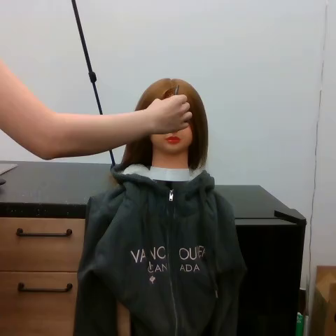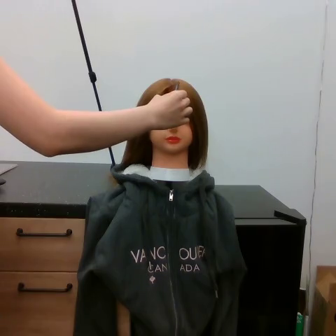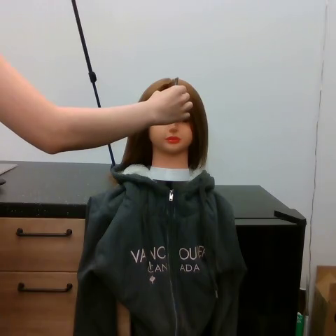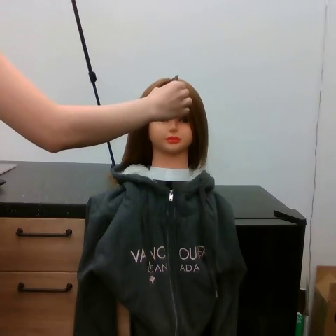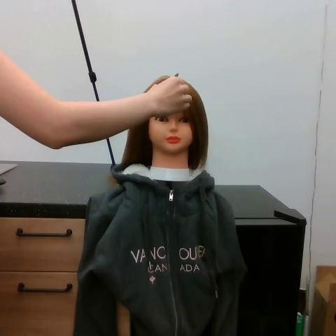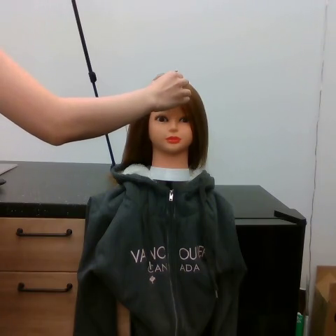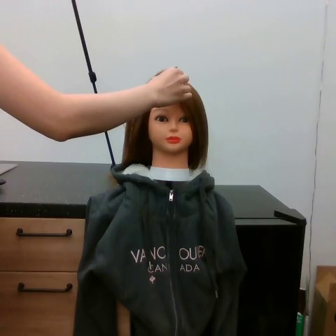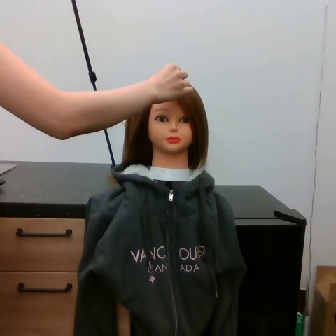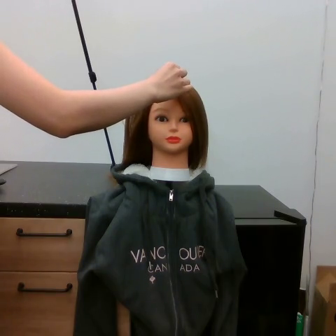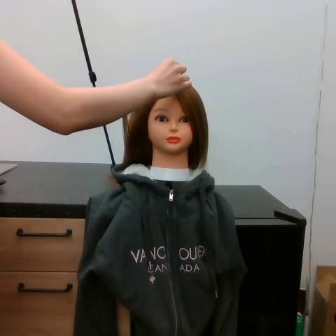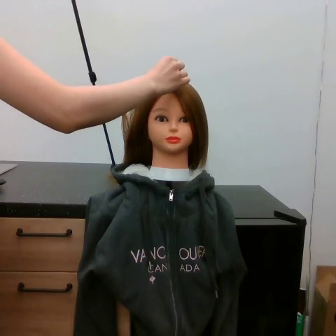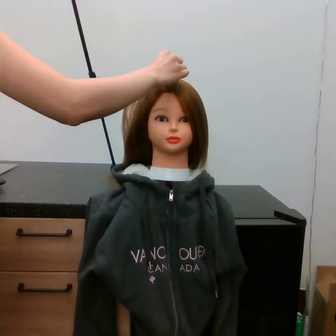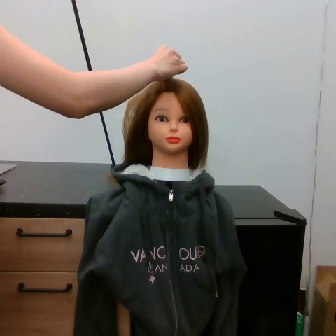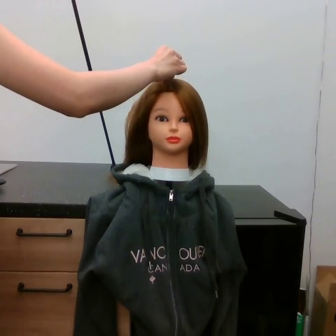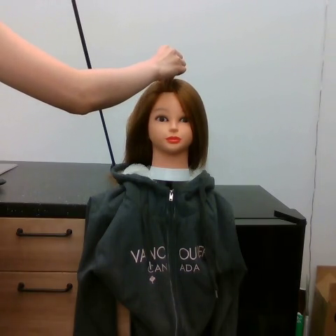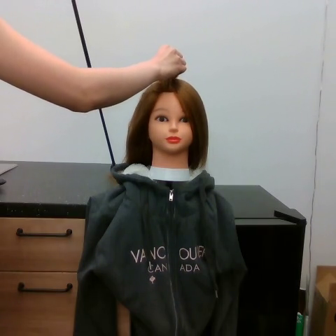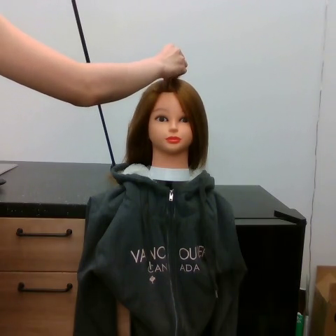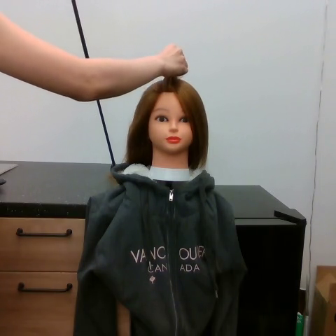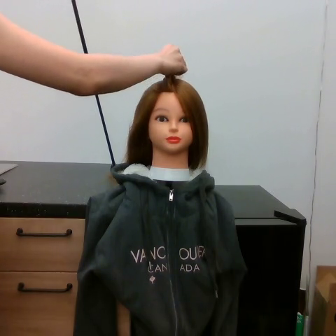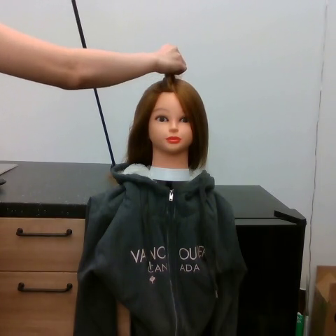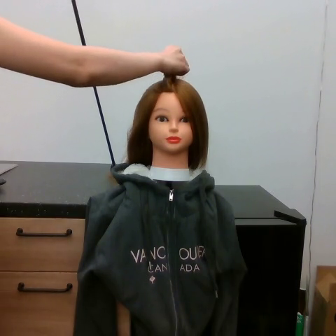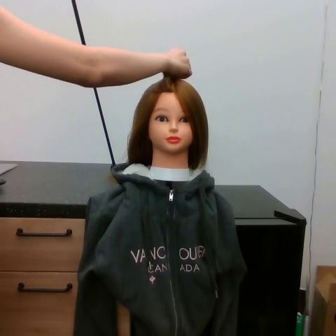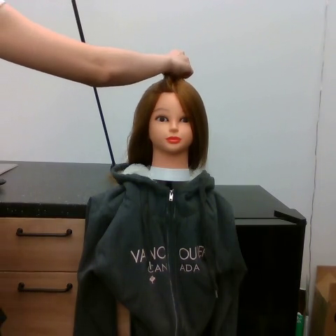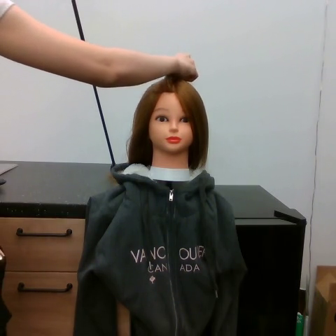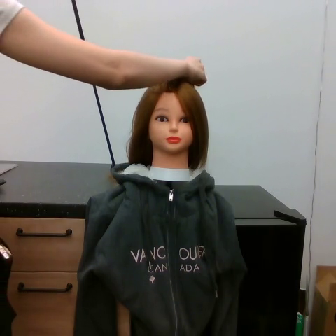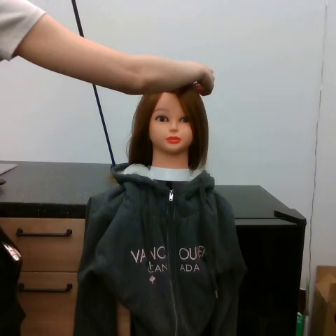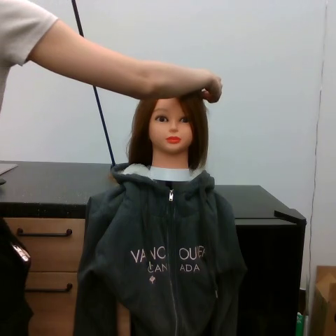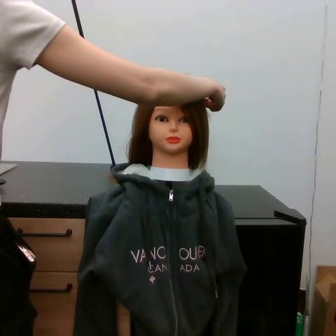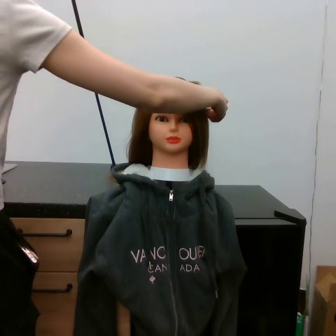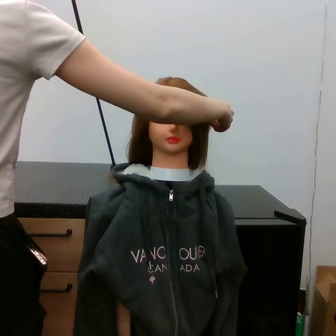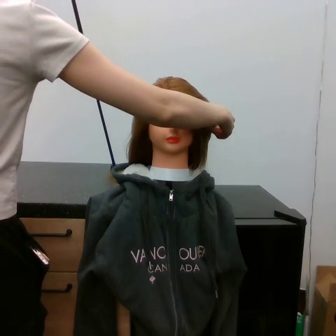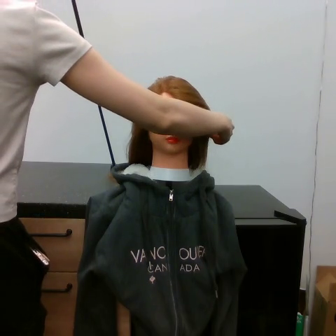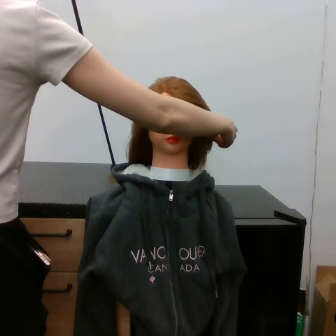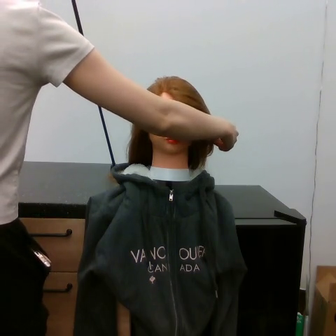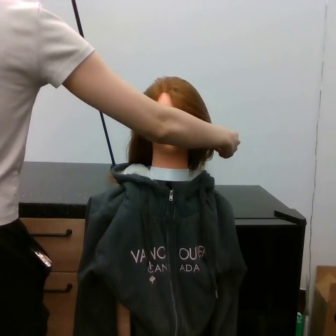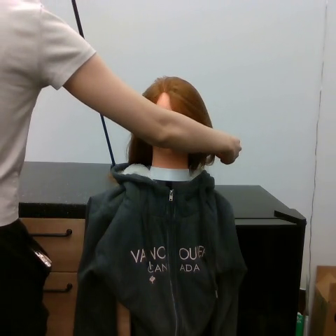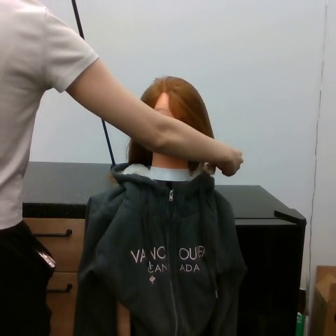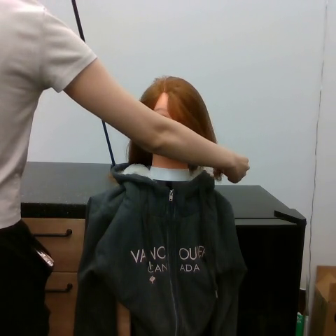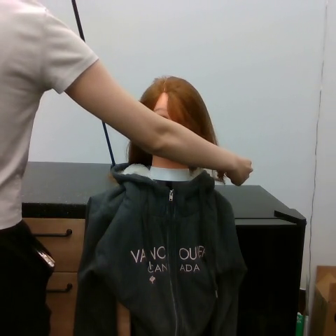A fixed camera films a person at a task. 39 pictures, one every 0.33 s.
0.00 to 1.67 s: The hand goes upward.
1.67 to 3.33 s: The hand goes upward.
3.33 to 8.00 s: The hand moves only a little.
8.00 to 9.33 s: The hand stays where it is.
9.33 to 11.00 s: The hand goes downward and to the right.
11.00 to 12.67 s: The hand goes downward and to the right.
Task: part hair.
Motion: move upward, then move downward and to the right.
